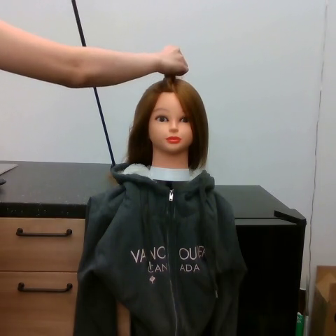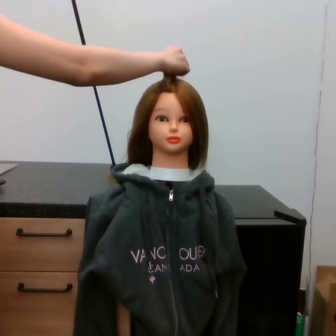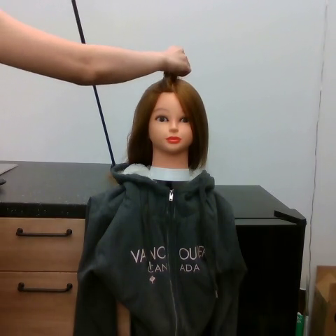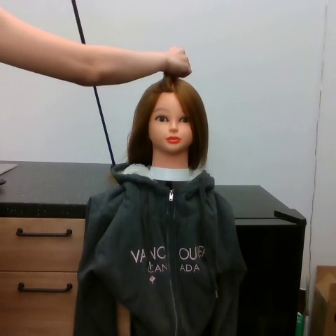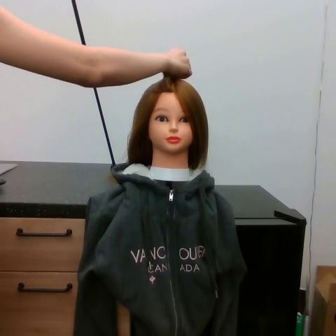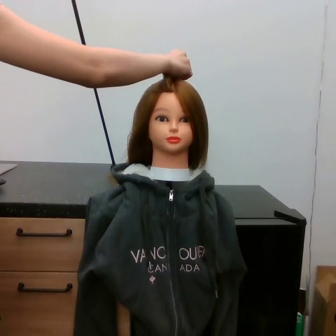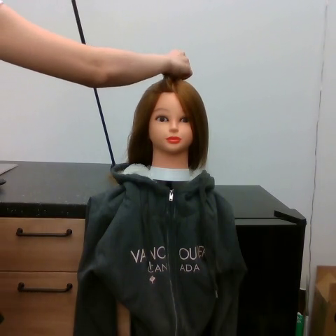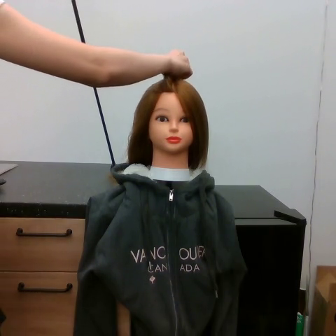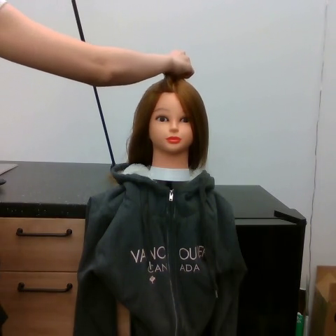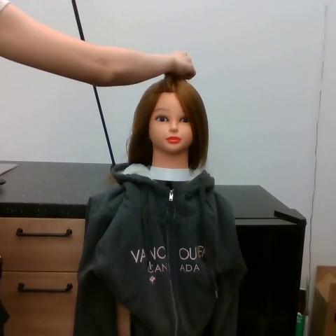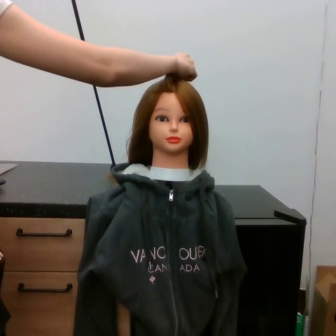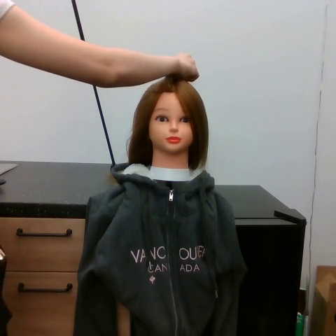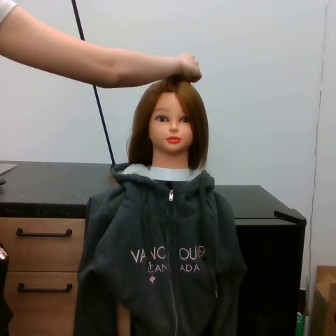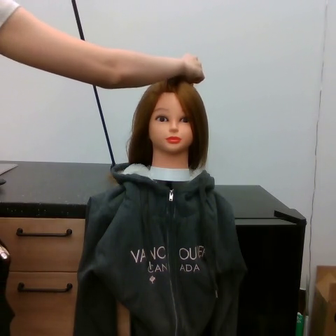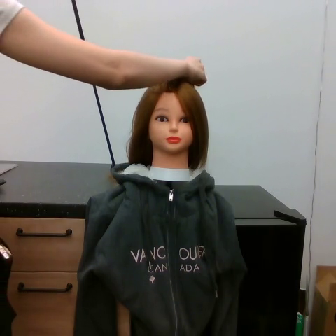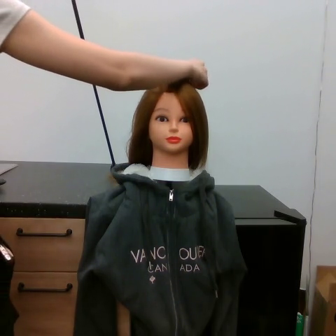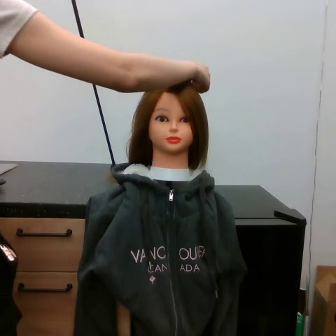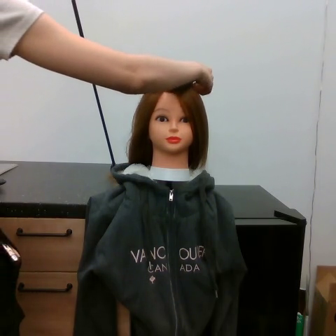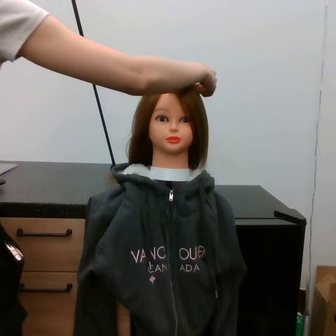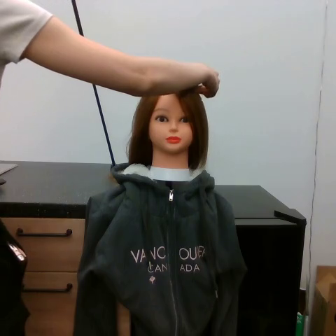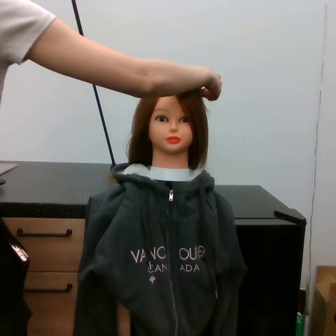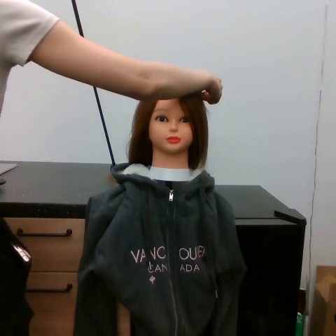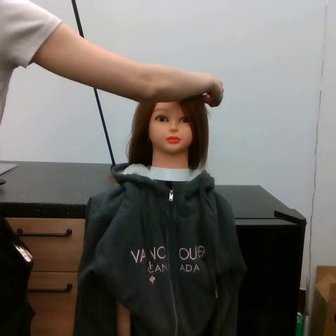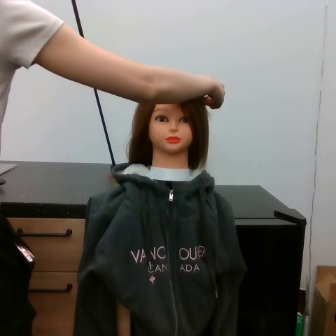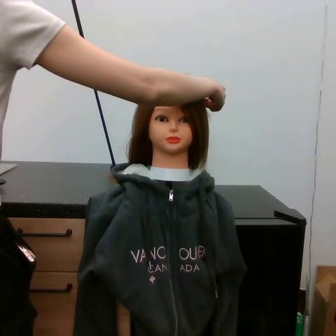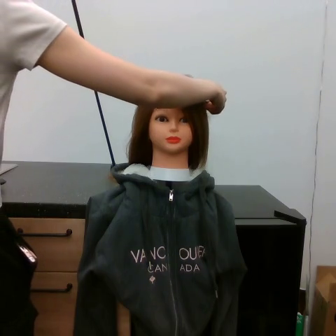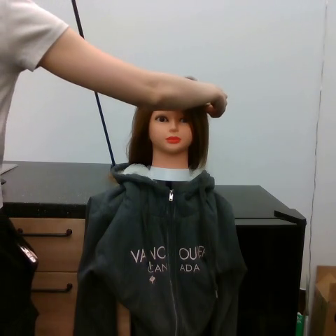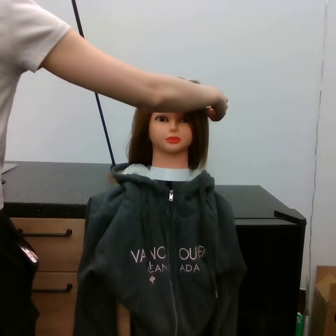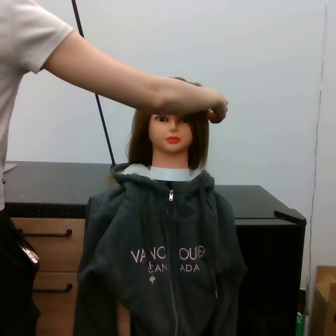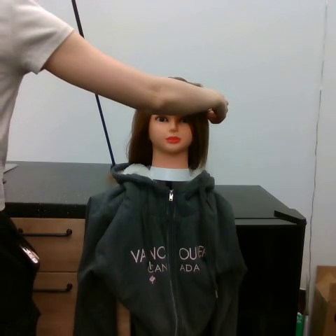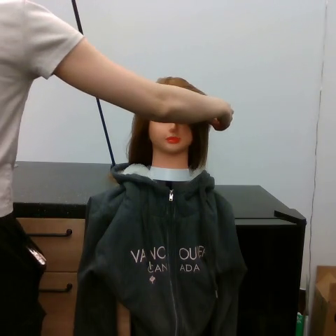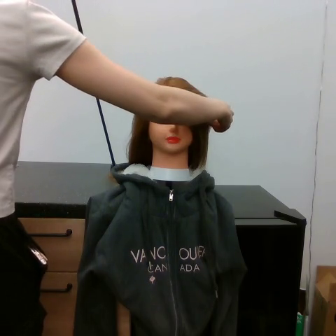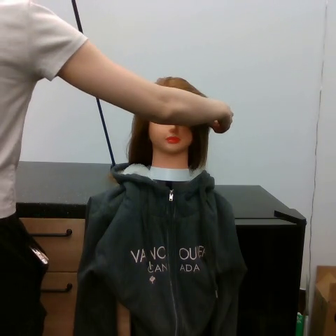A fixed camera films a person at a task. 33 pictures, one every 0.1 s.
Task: part hair.
0.0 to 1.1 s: The hand moves only a little.
1.1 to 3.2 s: The hand stays where it is.
